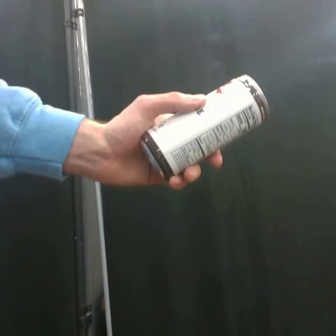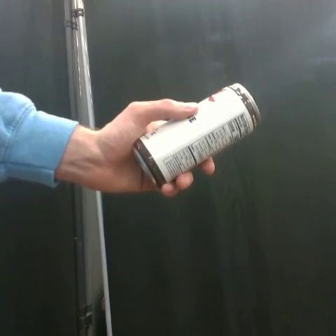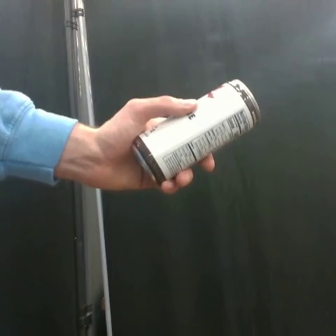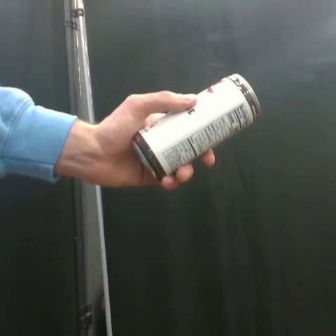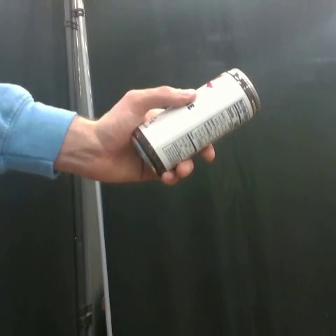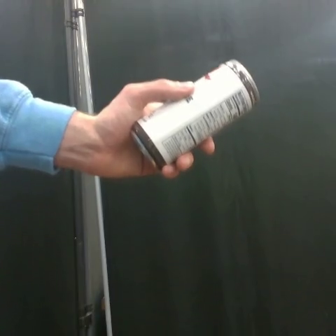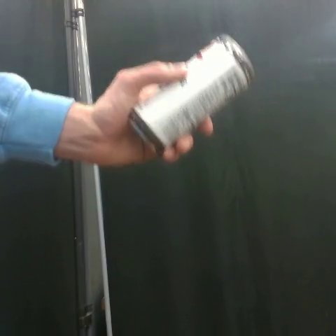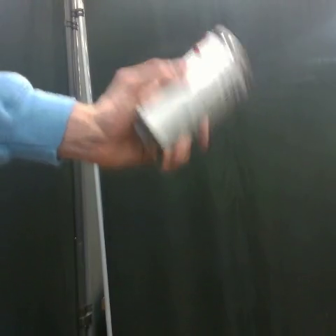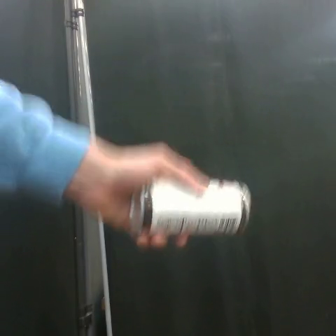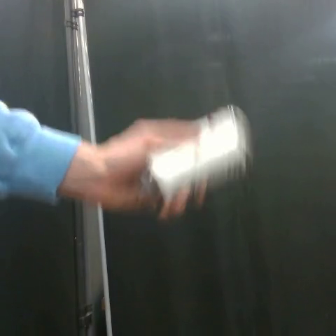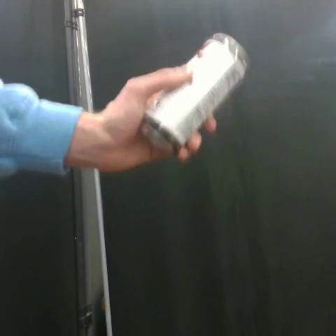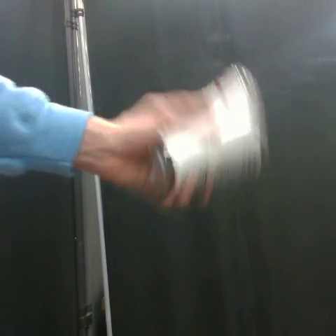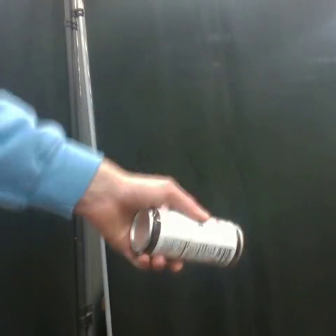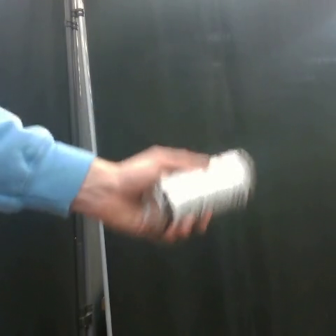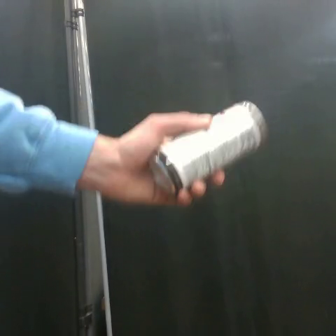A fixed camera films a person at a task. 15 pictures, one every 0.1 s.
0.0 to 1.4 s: The hand goes downward, then upward.
Task: shake the coffee can.
Motion: move up and down twice.
